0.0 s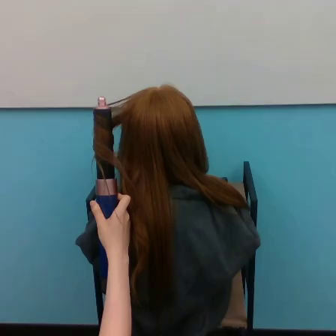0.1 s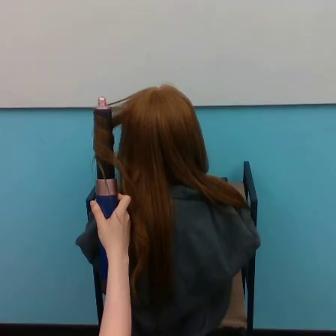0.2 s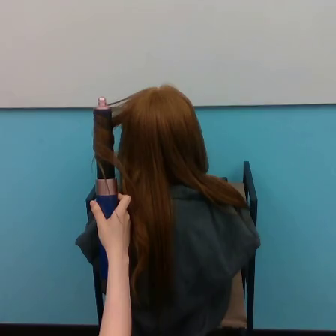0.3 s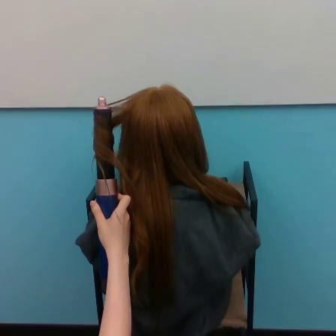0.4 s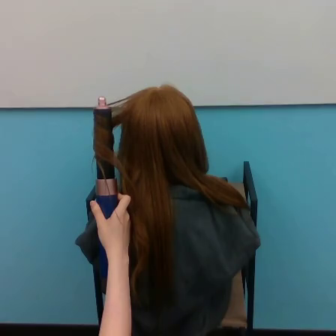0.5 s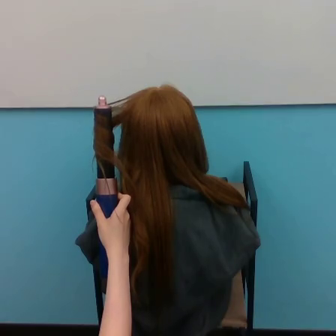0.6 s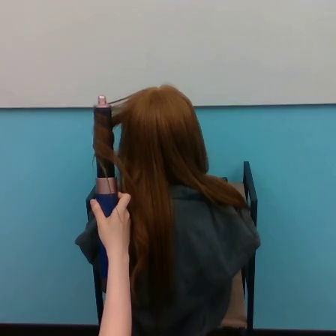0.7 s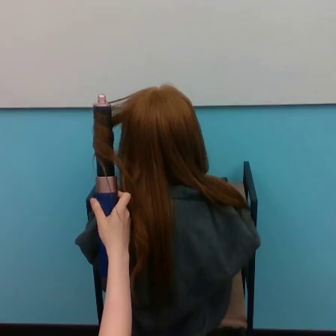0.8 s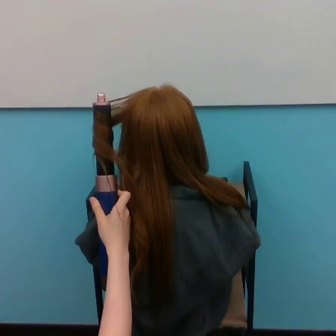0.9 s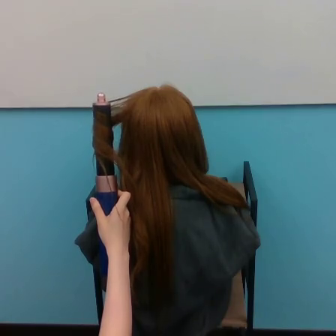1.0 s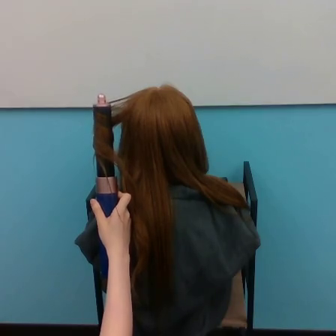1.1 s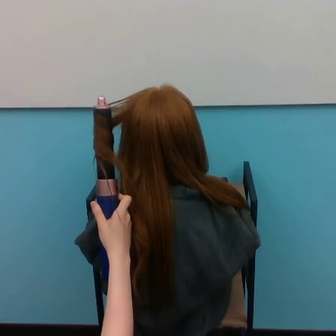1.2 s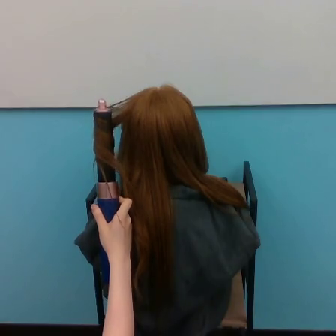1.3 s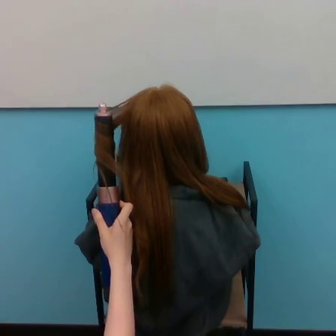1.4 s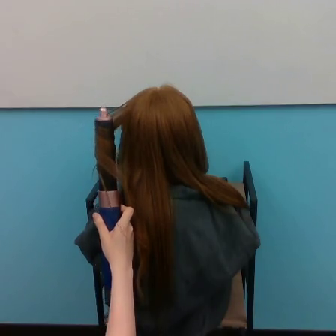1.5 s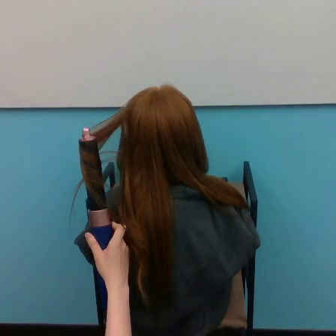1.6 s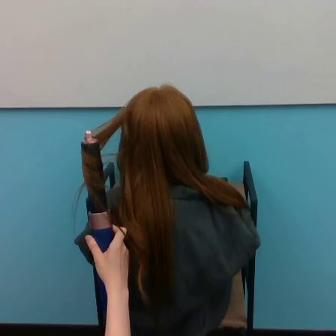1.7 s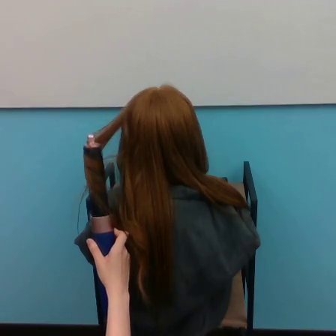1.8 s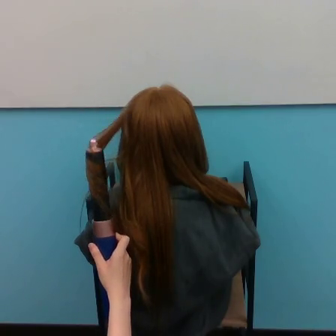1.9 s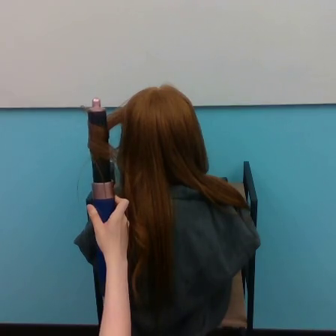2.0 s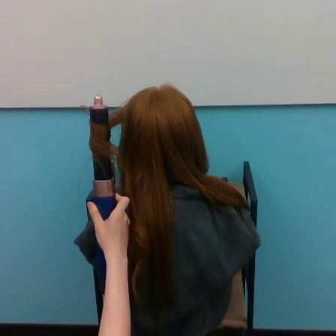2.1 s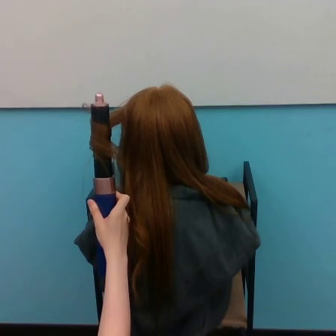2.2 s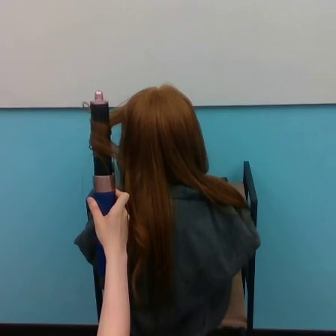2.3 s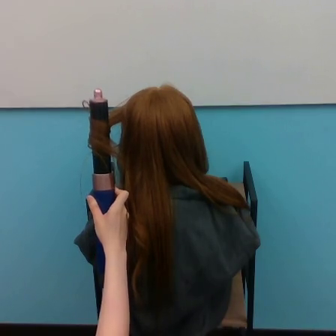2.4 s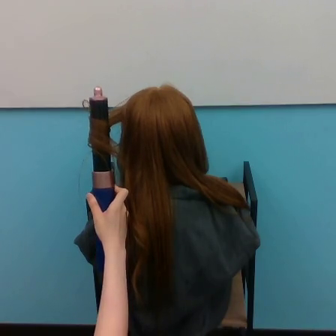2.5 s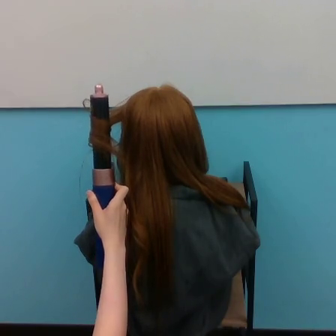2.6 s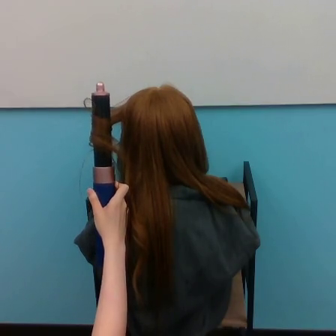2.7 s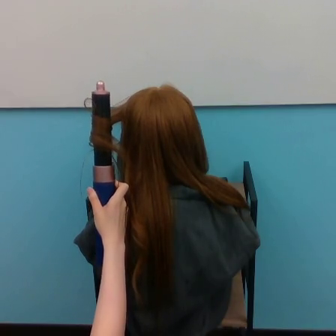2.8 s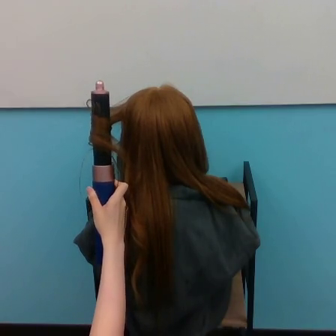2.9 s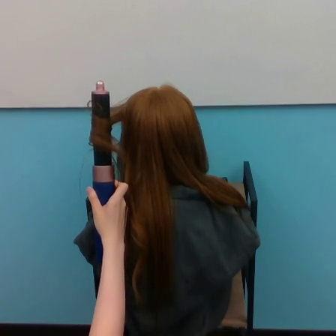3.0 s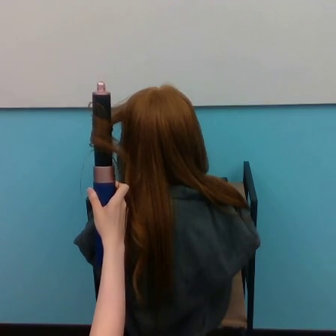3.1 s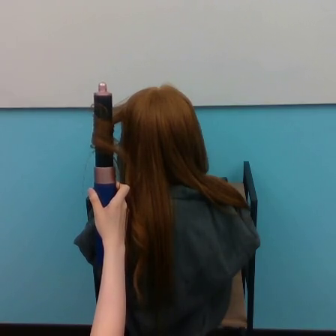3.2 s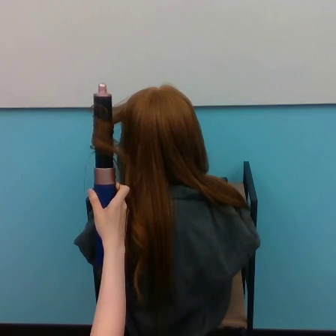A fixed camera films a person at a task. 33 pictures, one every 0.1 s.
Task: curl hair.
0.0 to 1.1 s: The hand moves only a little.
1.1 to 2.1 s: The hand goes downward, then upward.
2.1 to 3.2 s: The hand moves only a little.
